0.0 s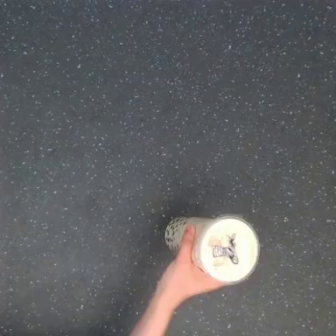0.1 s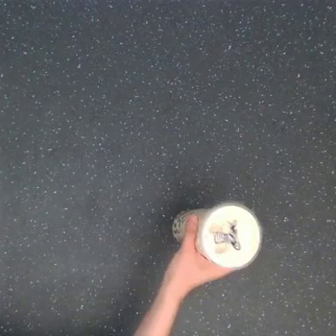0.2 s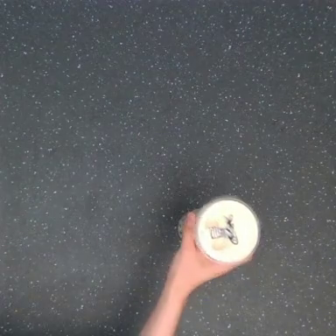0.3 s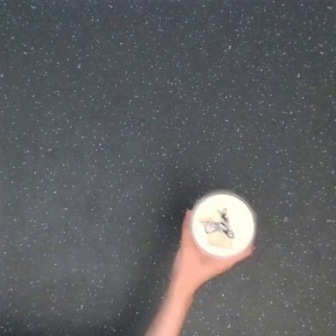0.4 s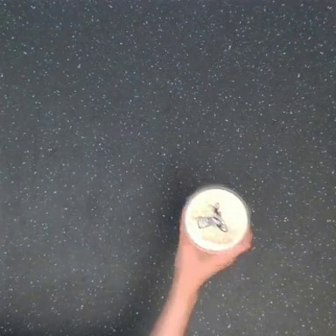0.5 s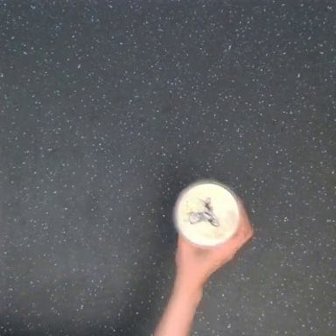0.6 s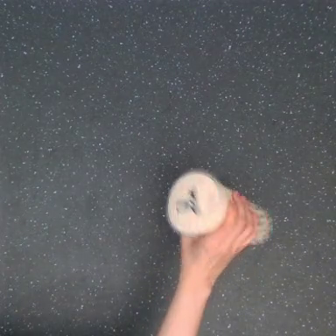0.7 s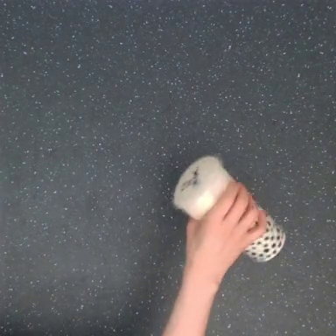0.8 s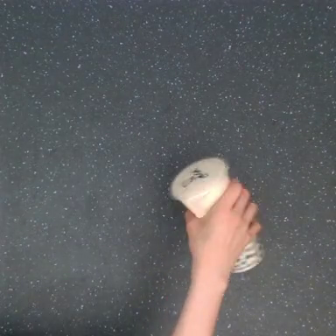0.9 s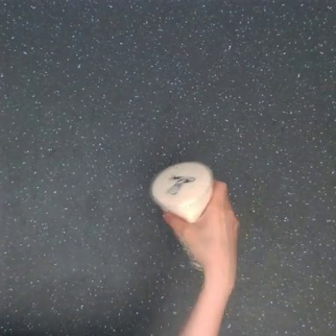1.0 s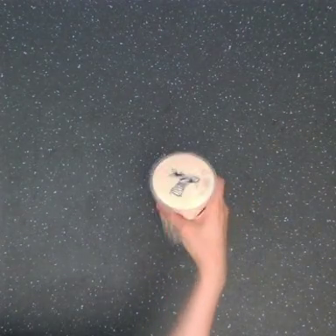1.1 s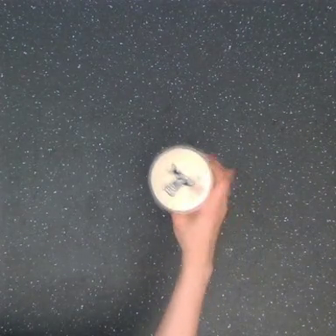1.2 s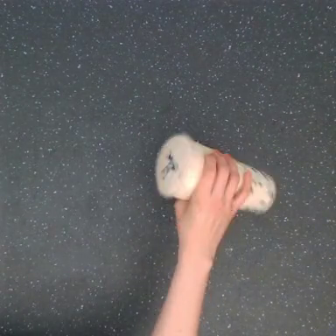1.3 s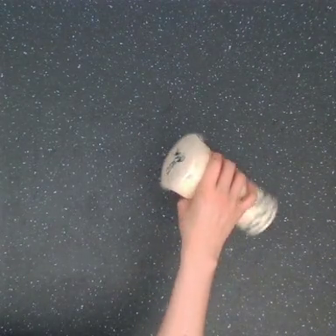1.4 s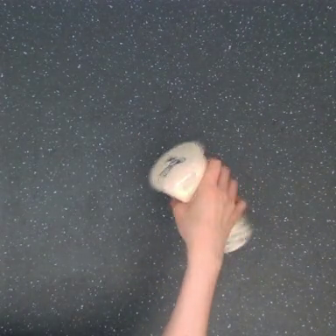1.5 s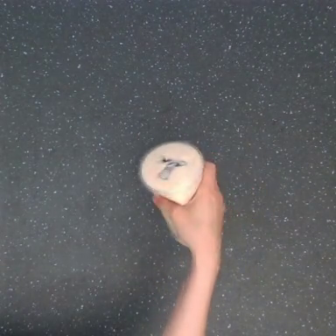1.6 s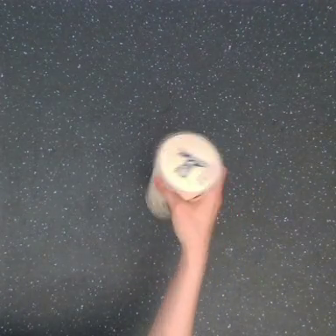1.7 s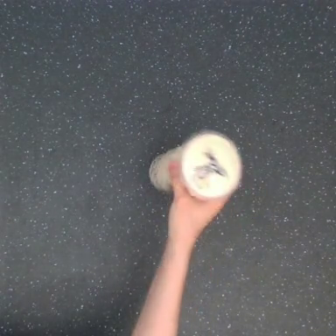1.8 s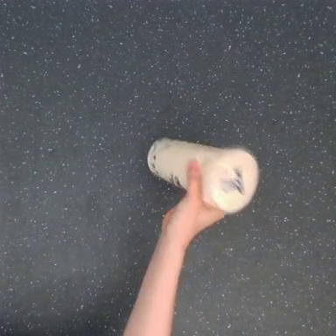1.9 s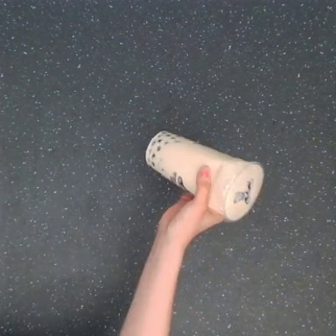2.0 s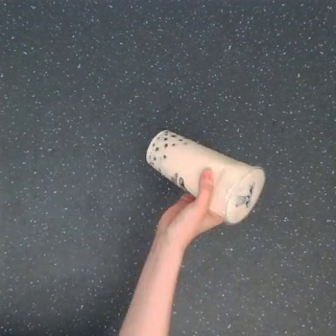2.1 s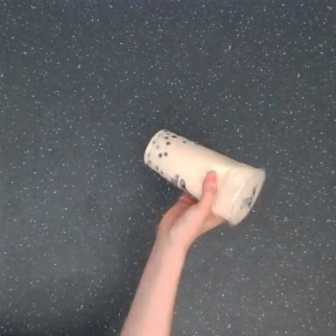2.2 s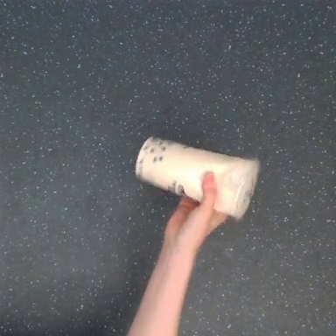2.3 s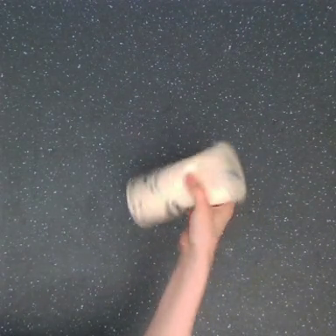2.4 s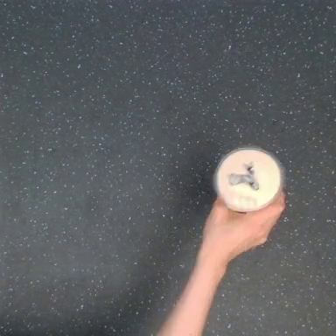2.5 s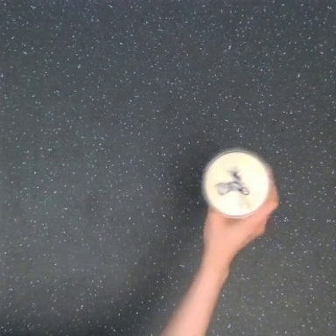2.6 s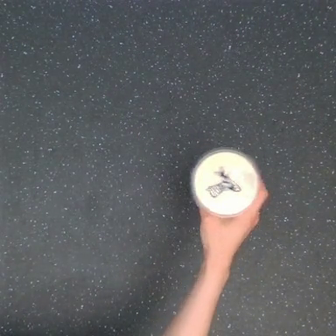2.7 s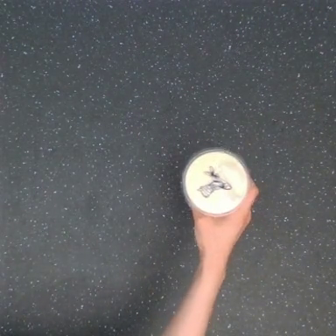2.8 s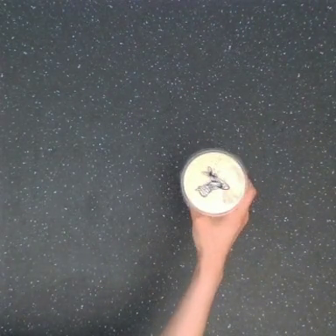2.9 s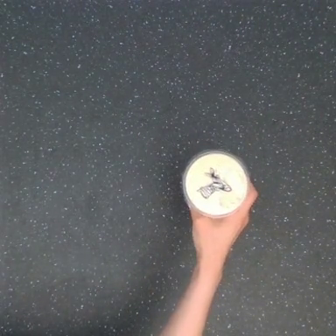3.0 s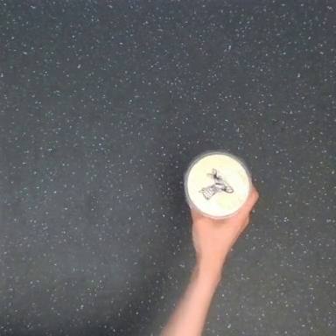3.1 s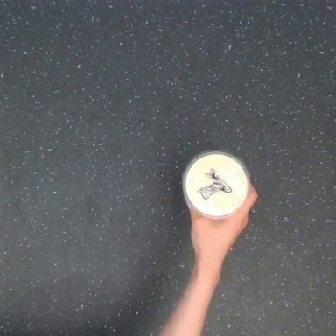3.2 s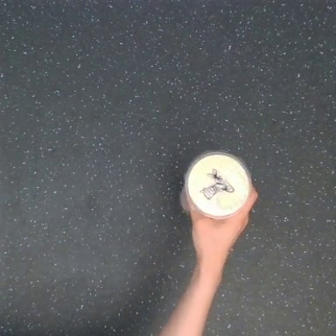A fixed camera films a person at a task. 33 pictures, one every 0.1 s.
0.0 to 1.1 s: The hand goes upward.
1.1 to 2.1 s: The hand moves only a little.
2.1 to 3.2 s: The hand goes to the right, then to the left.
Task: shake the boba.
